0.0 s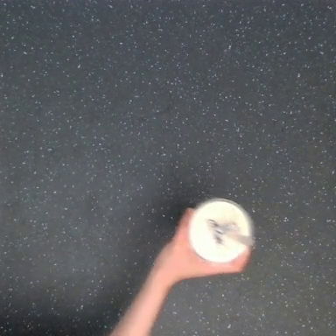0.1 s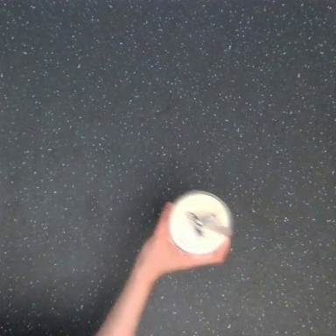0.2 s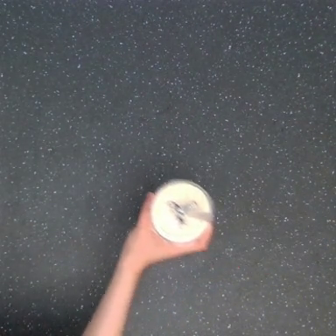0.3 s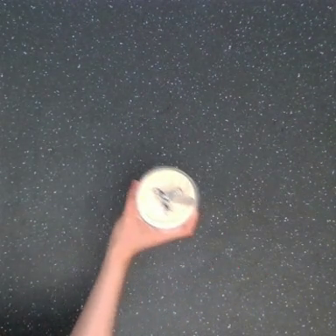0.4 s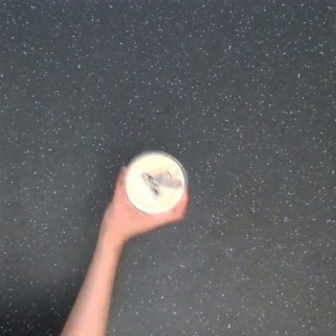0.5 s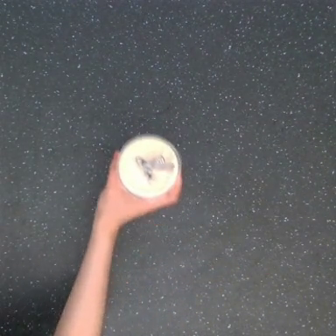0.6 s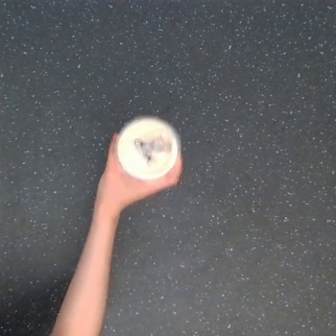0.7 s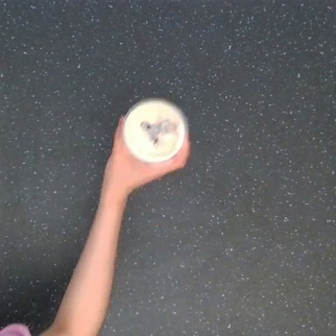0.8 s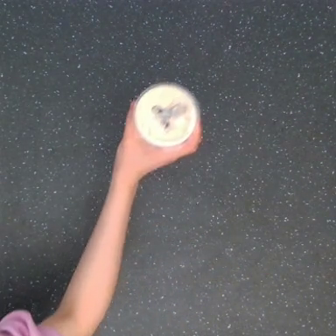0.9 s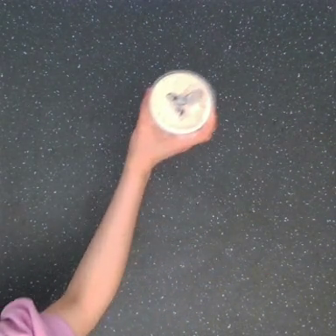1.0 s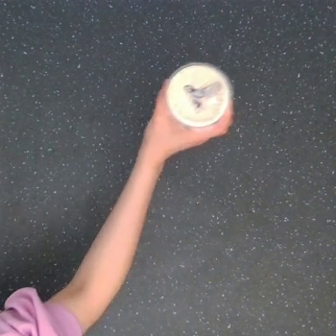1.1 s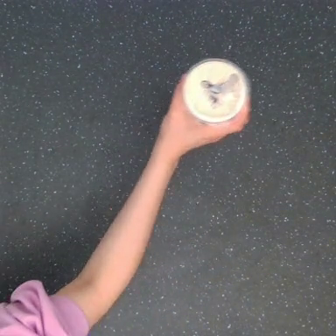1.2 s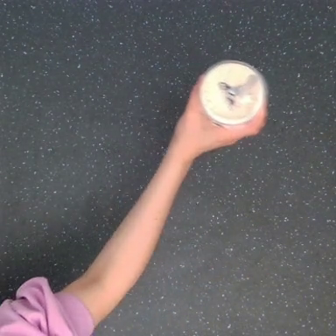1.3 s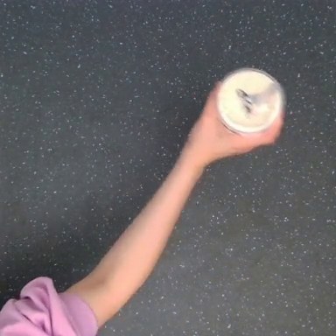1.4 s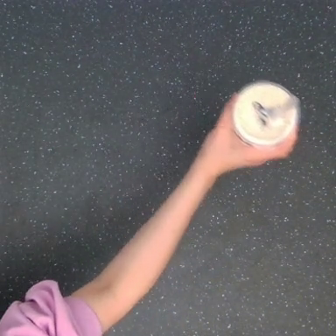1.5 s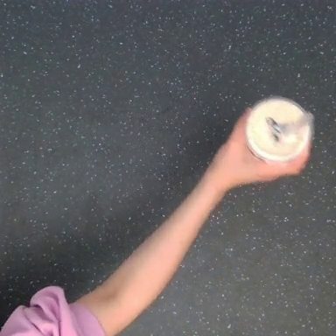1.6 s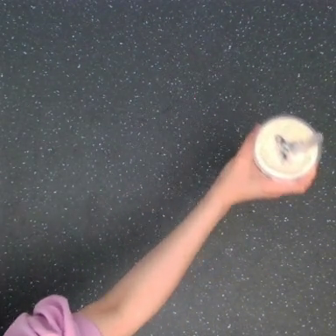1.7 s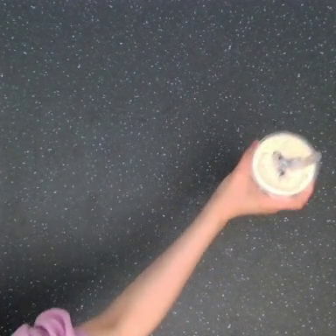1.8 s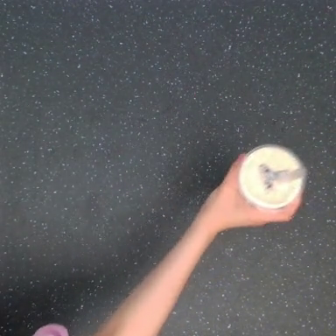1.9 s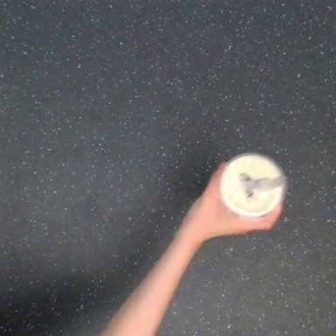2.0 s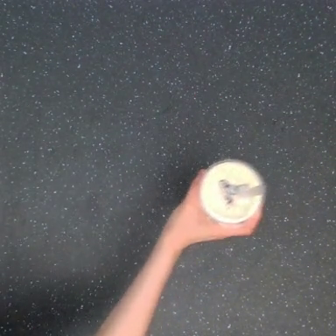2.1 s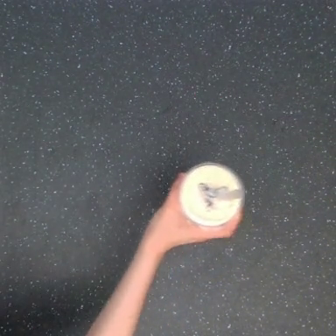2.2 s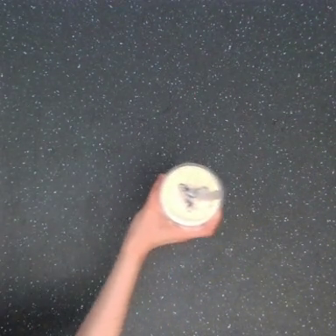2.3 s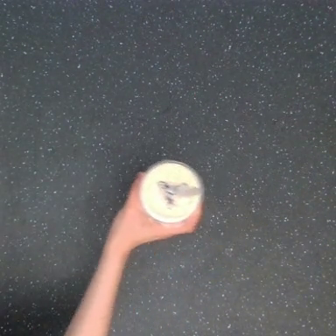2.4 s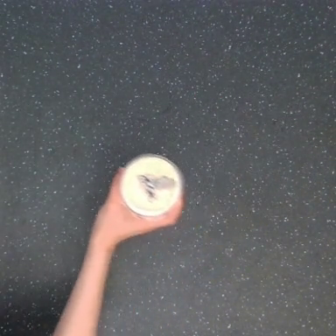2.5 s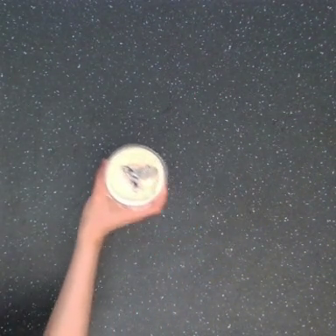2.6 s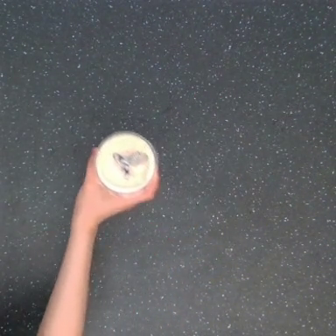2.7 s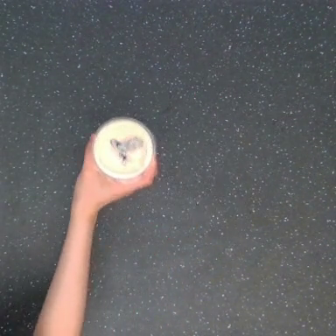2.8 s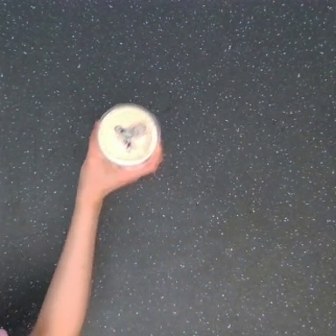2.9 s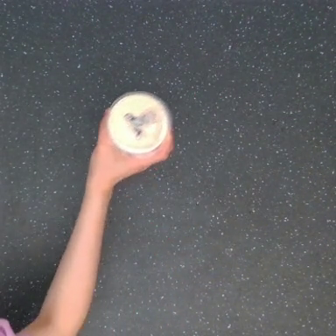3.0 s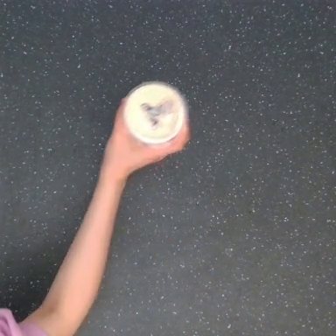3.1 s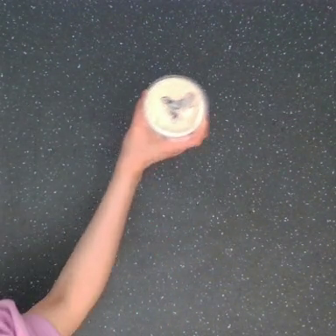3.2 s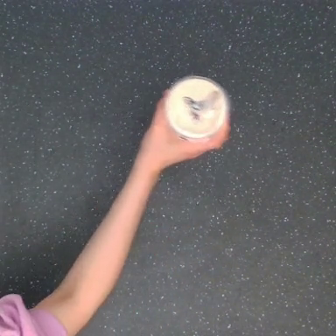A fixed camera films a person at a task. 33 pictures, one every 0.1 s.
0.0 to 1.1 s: The hand goes upward and to the left, then to the right.
1.1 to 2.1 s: The hand goes downward.
2.1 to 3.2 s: The hand goes upward and to the left, then to the right, on a clockwise arc.
In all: It circles clockwise, turning through about 540 degrees.
Task: shake the boba.
